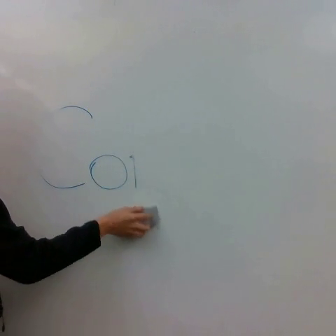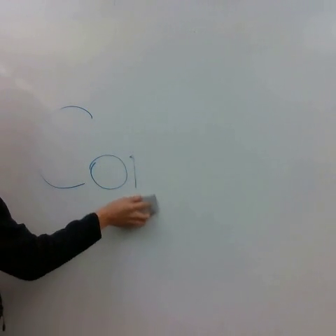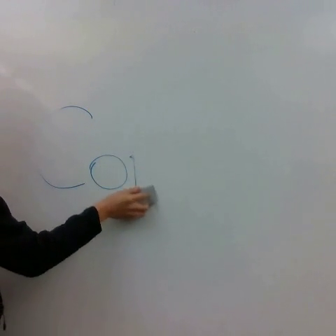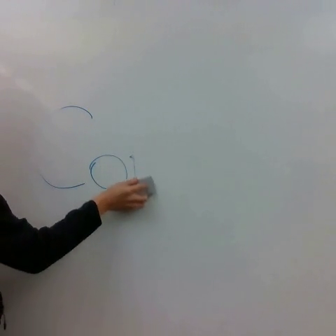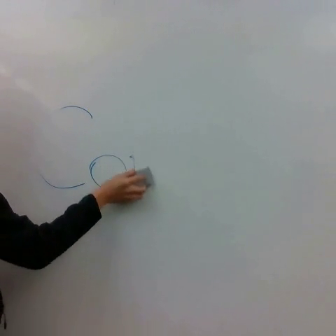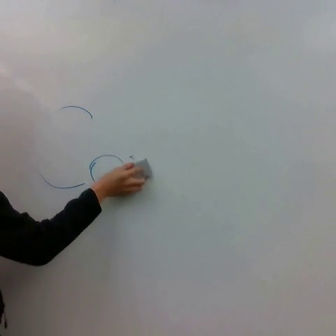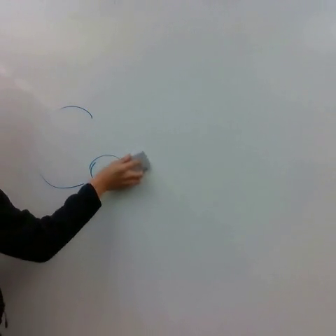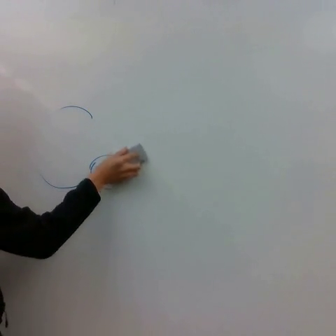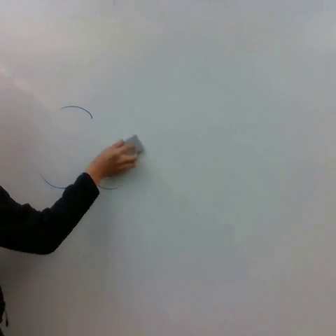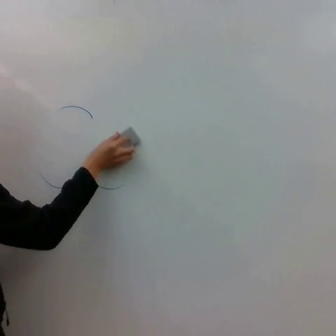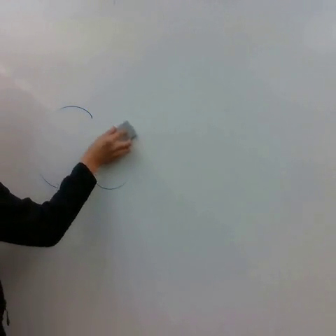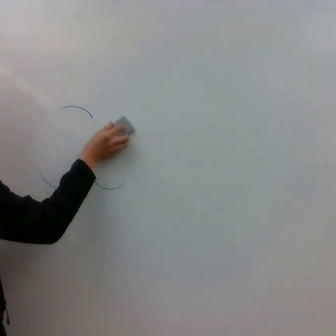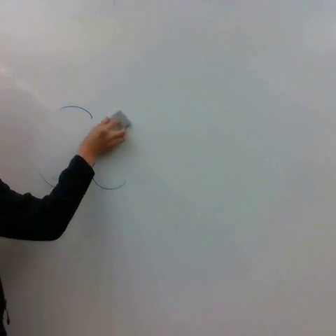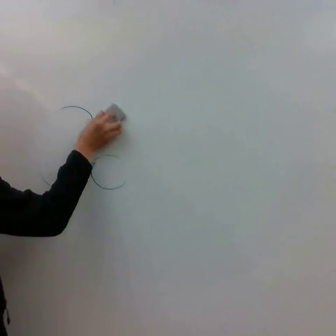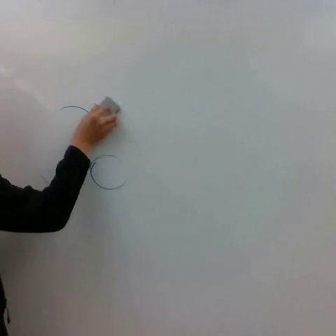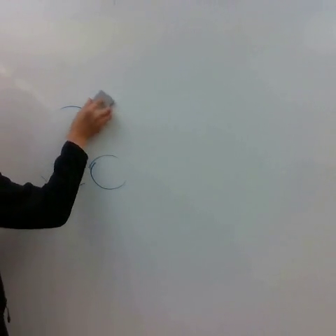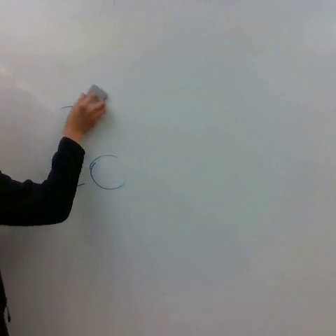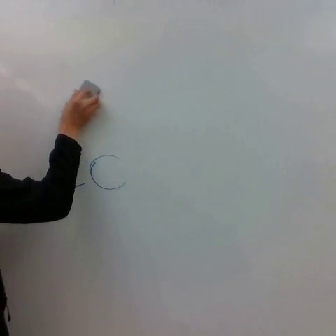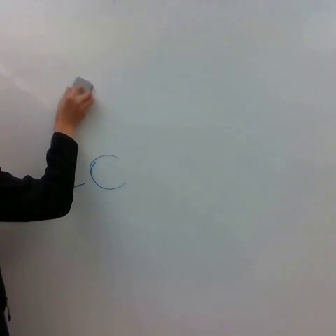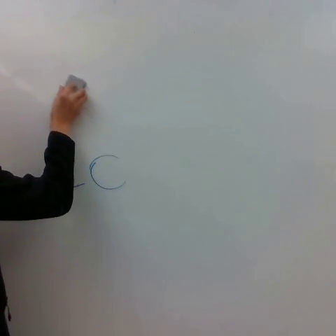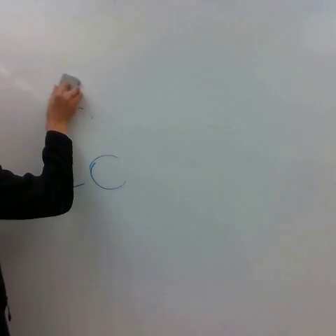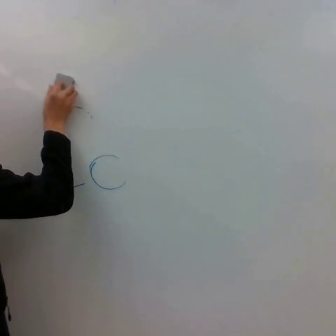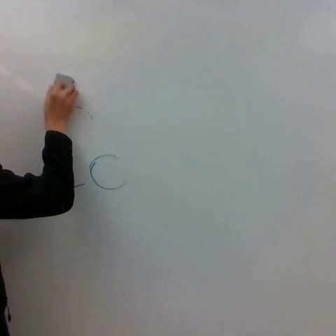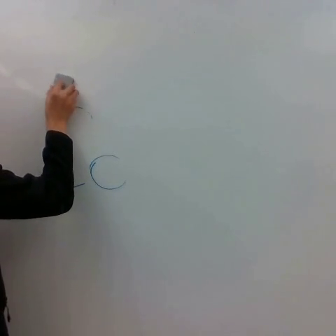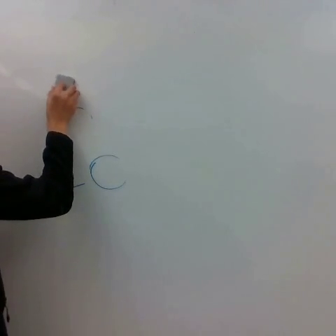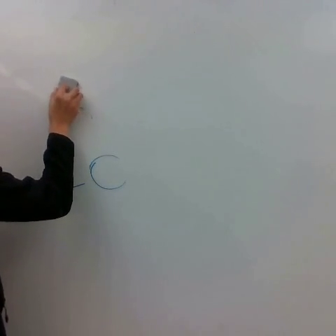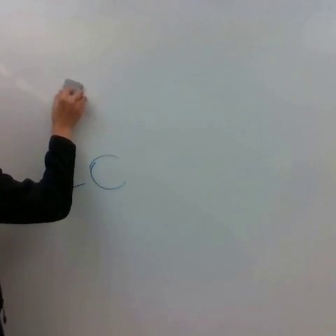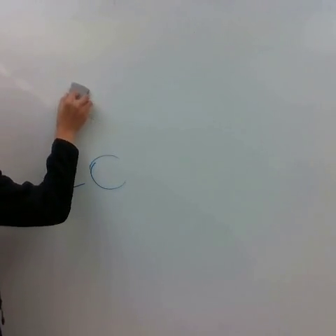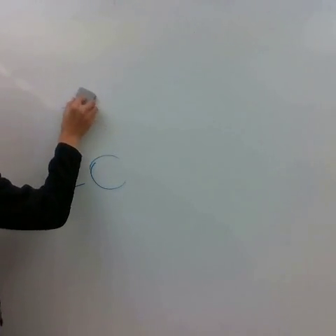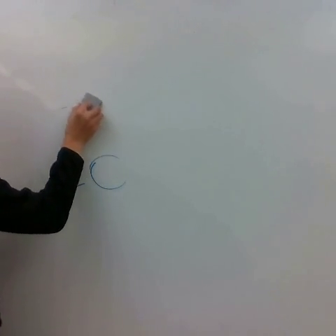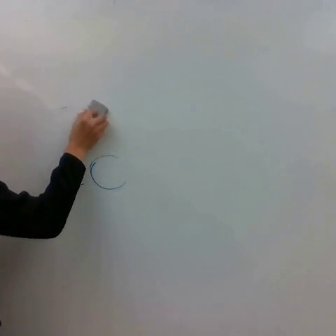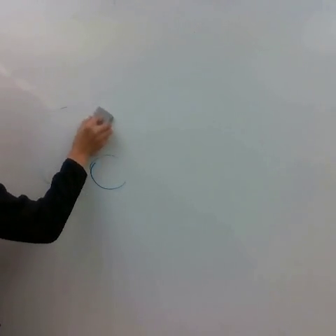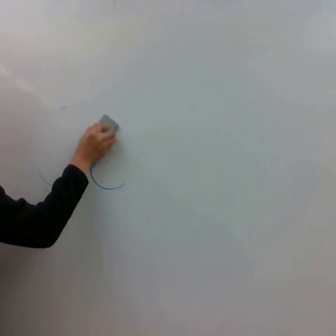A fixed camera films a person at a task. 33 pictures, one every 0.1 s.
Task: erase whiteboard.
0.0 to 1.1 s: The hand goes upward.
1.1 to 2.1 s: The hand goes to the left and upward.
2.1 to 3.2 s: The hand goes downward and to the right.
